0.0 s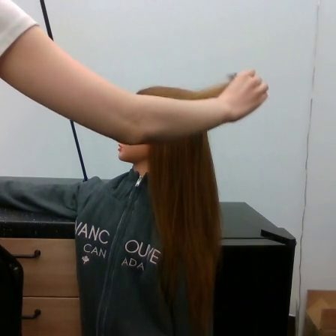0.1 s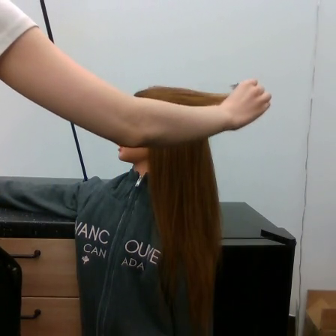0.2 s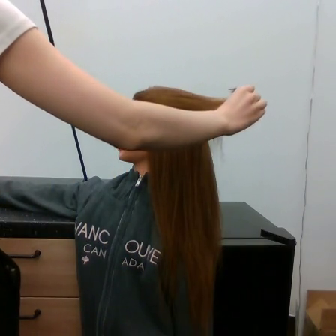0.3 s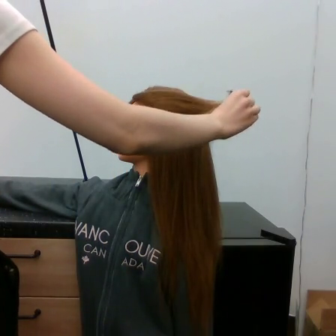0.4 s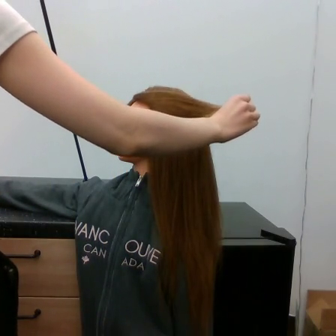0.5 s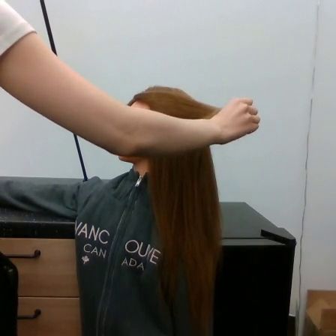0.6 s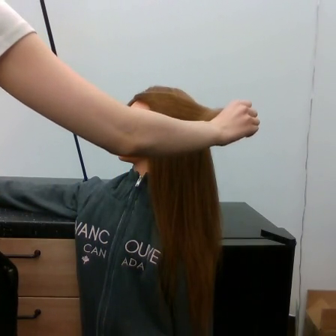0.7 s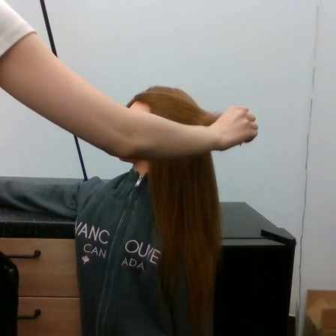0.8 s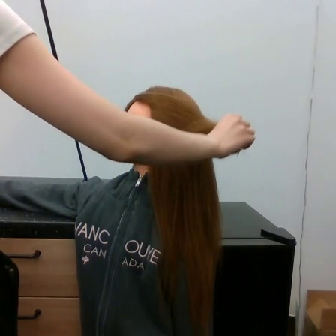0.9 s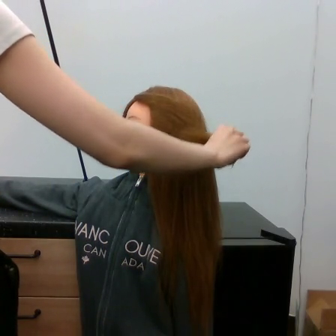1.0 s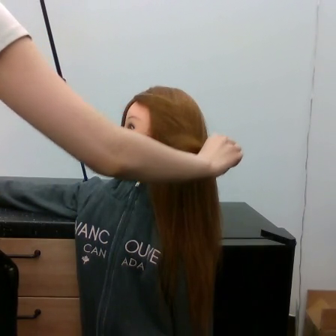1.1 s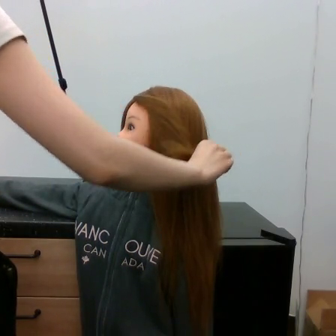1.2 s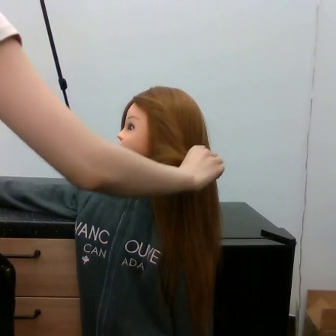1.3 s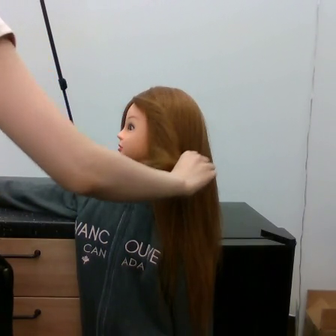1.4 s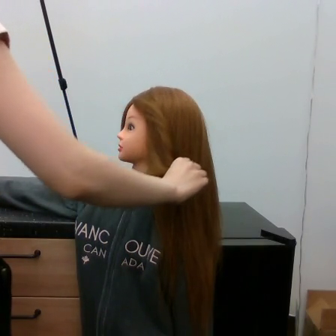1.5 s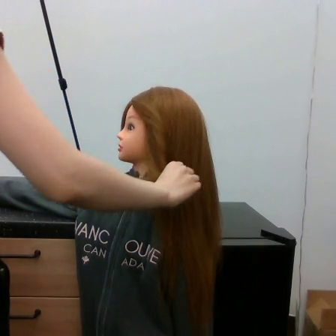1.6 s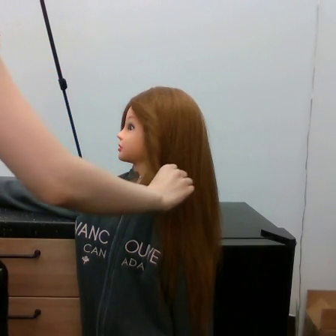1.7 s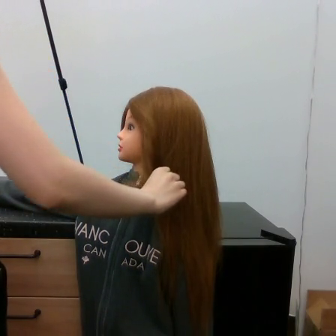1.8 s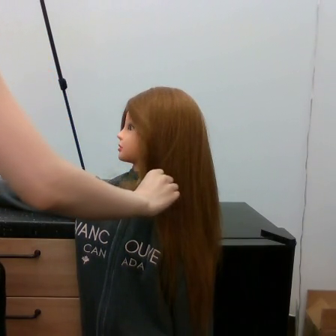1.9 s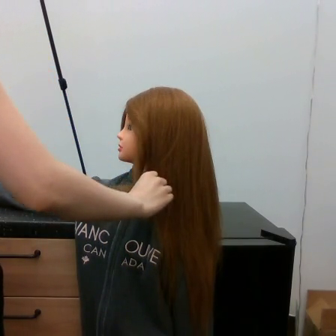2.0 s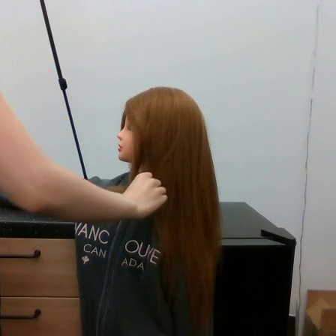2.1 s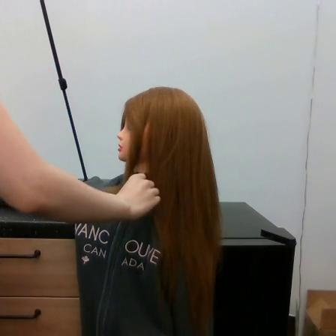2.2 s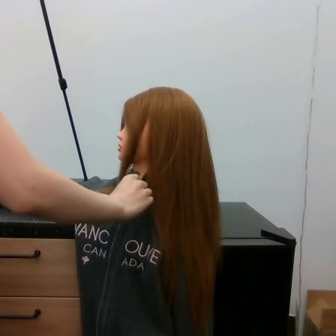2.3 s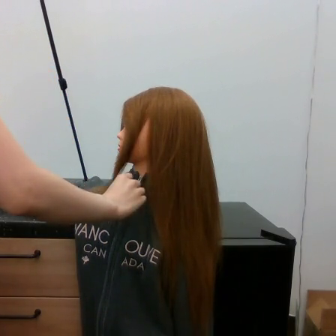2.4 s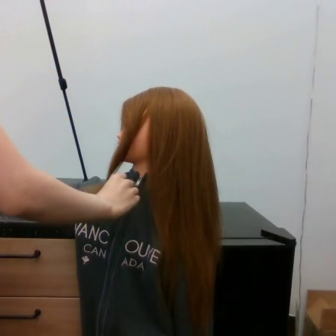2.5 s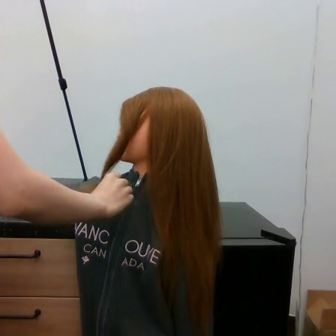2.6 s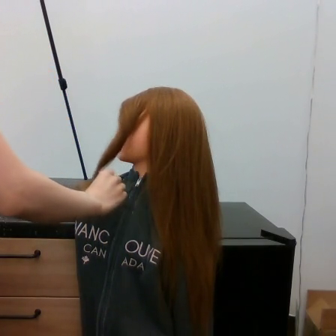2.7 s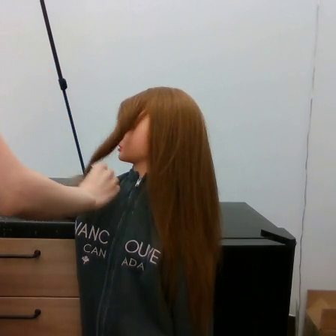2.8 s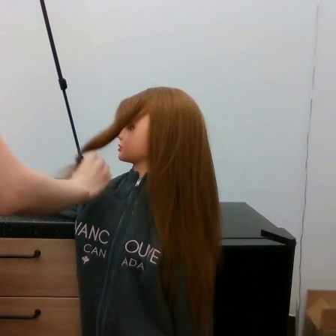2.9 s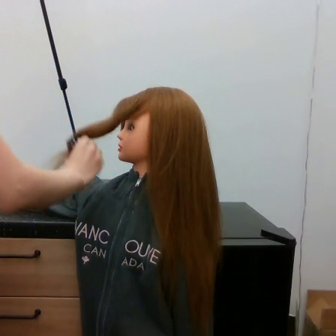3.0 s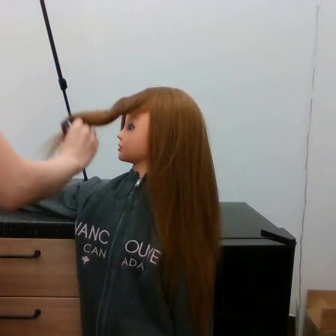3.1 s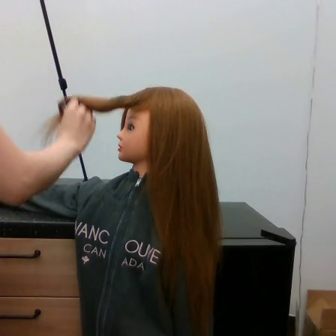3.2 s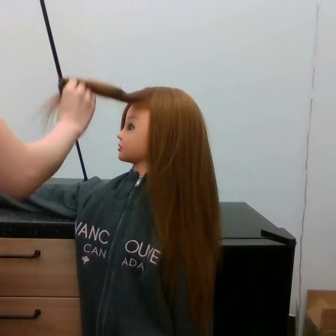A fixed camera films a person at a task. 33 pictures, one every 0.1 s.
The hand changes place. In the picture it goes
to the left.
0.0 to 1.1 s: The hand goes downward and to the left.
1.1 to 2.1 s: The hand goes to the left and downward.
2.1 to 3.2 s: The hand goes upward and to the left.
Task: tidy side hair.
